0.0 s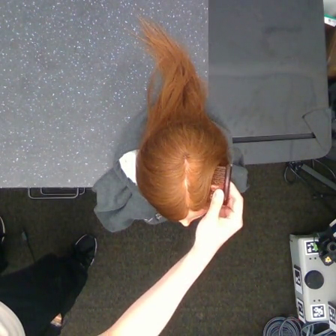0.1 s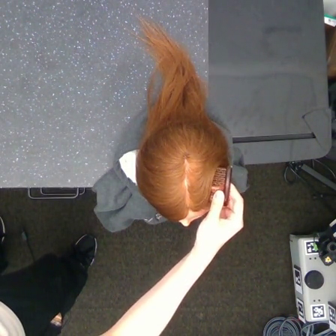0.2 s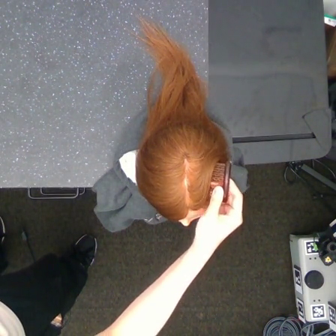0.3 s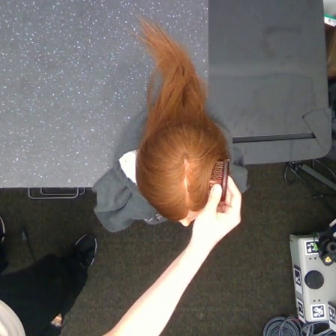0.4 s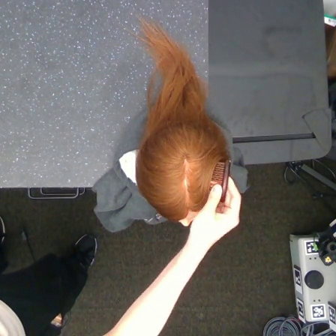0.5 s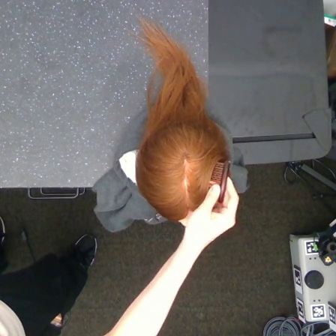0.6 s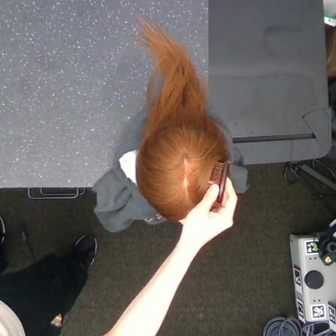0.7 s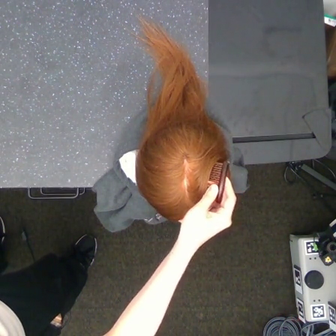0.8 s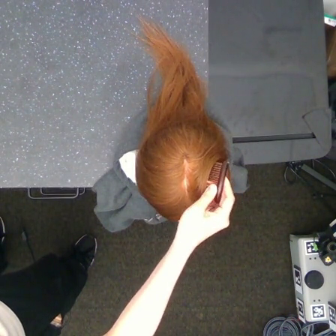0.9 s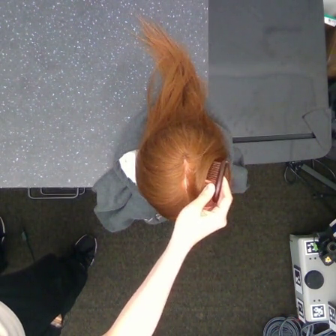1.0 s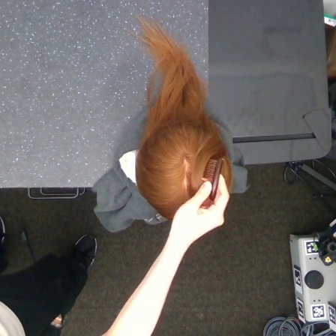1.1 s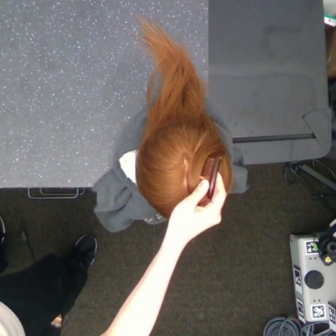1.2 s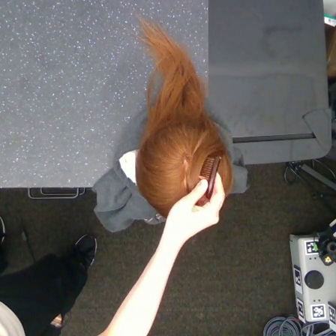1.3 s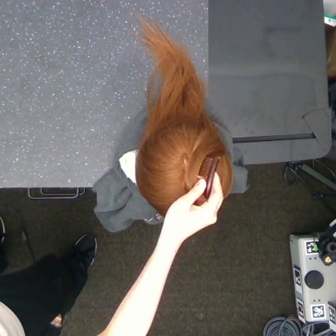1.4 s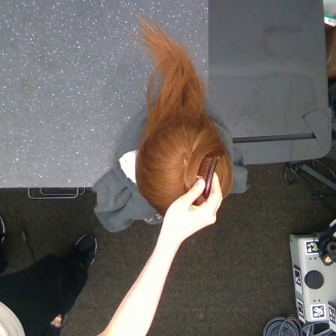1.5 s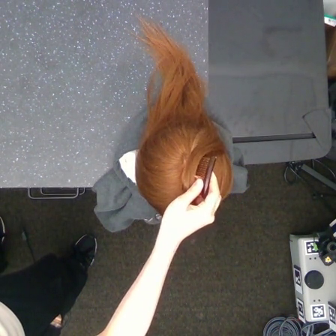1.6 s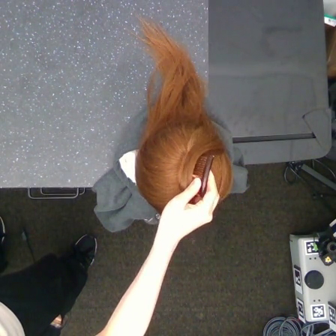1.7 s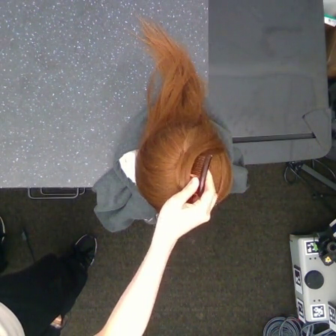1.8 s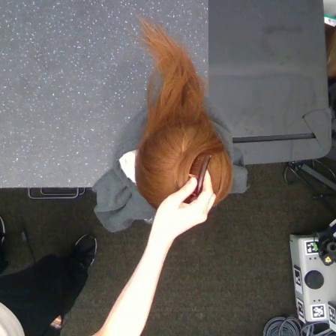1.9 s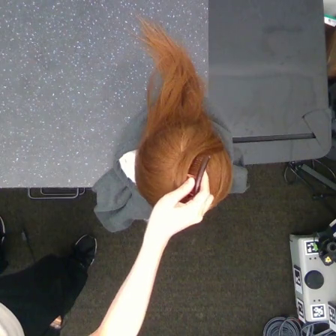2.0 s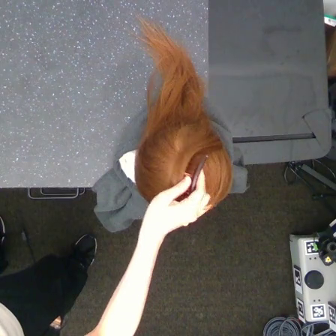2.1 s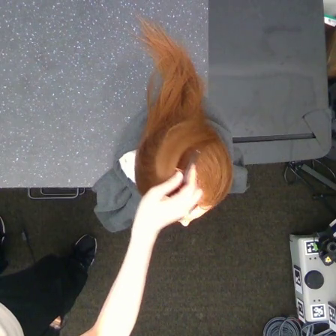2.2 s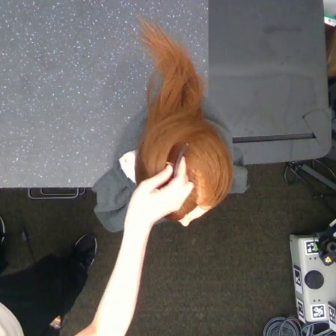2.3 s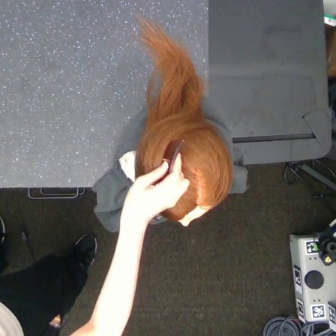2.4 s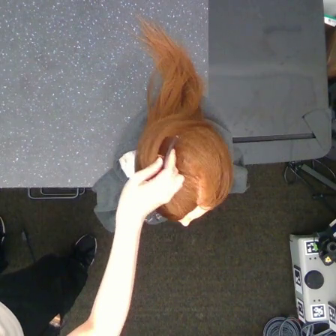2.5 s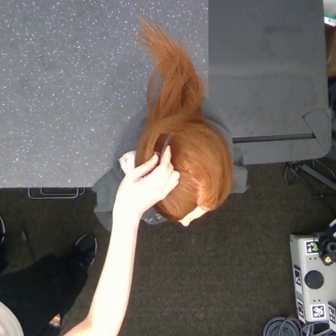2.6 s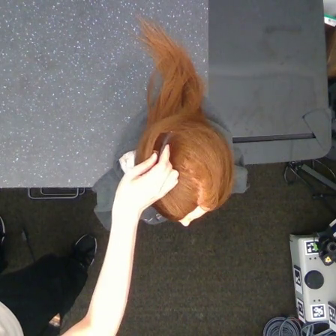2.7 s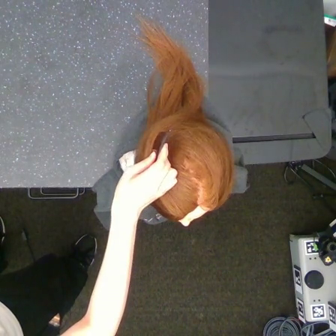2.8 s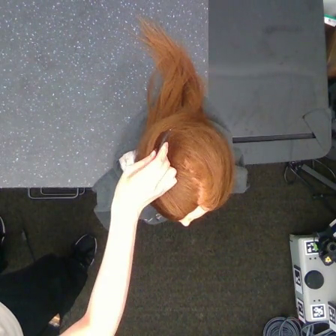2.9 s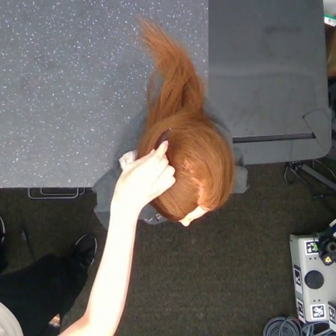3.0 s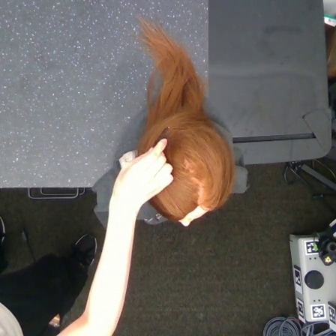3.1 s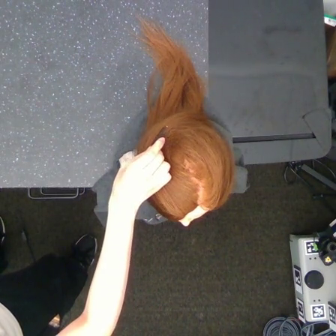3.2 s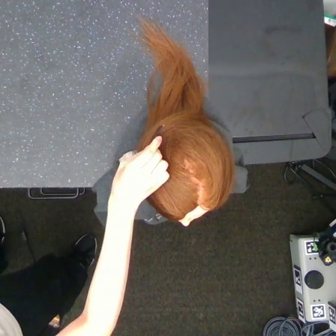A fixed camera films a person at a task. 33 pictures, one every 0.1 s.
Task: part hair.
0.0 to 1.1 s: The hand goes to the left.
1.1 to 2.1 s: The hand goes to the left.
2.1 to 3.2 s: The hand goes to the left and upward.
